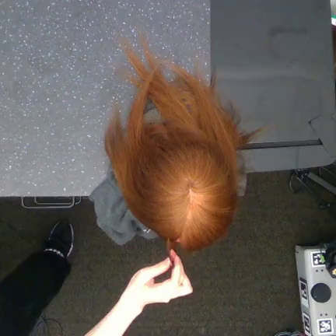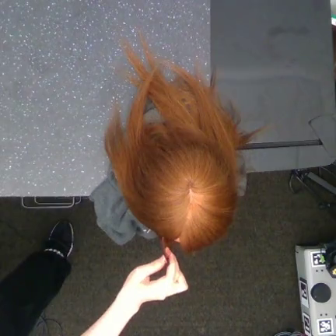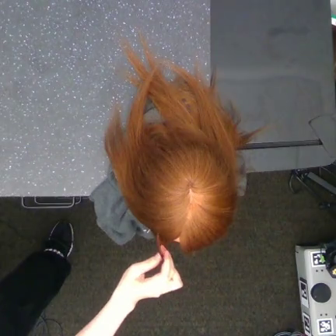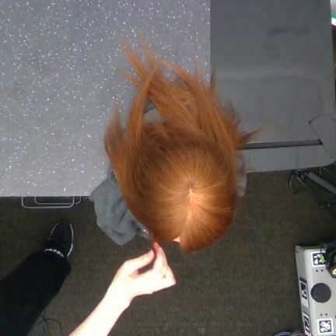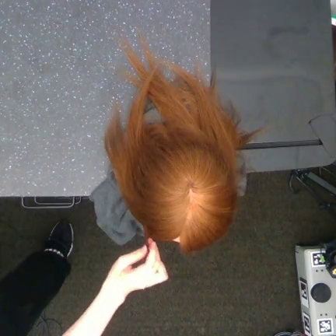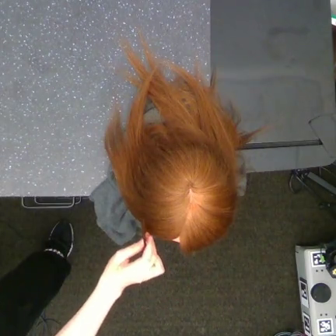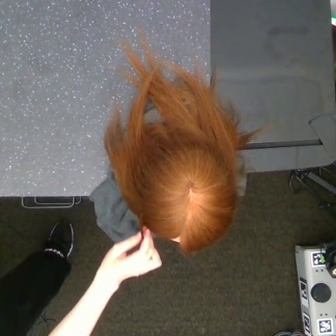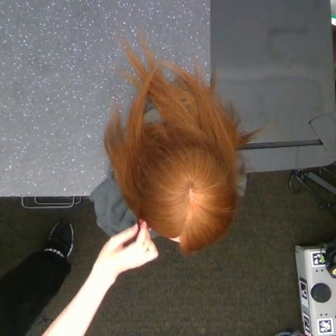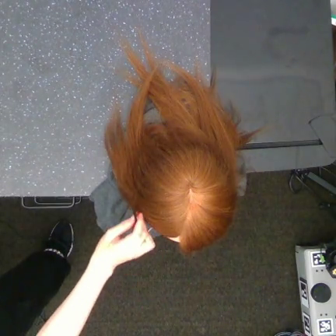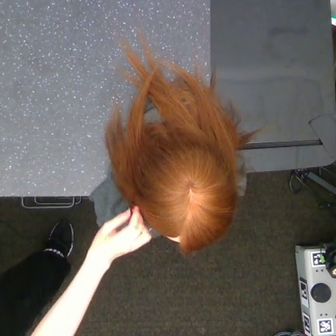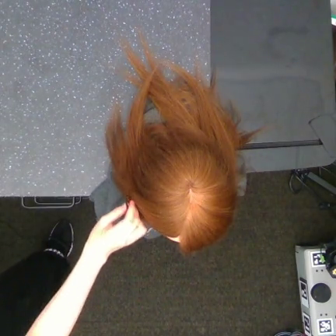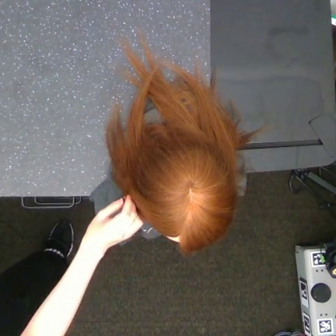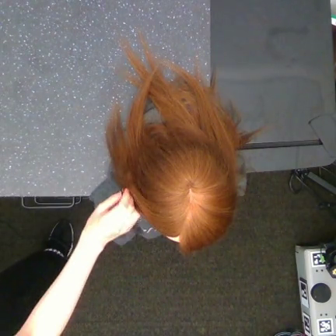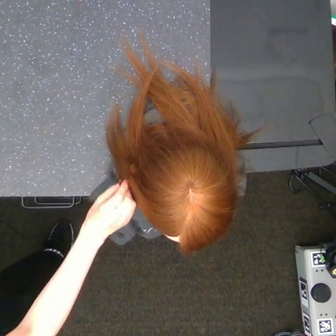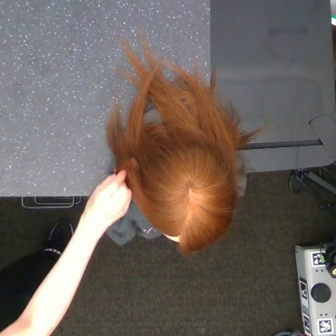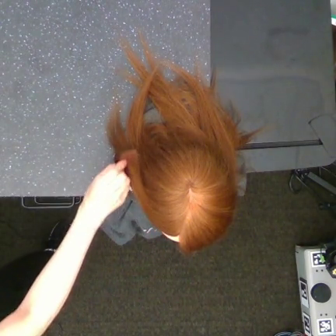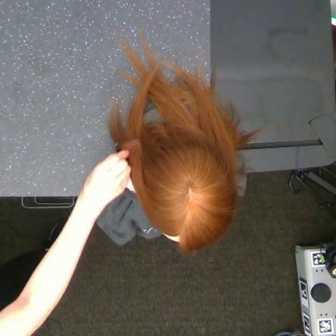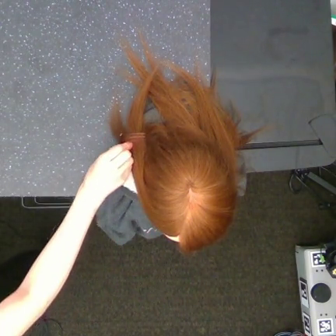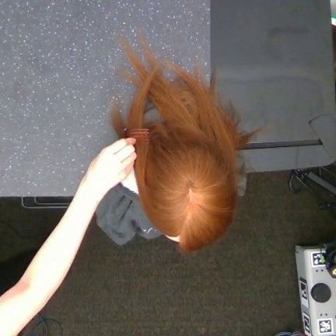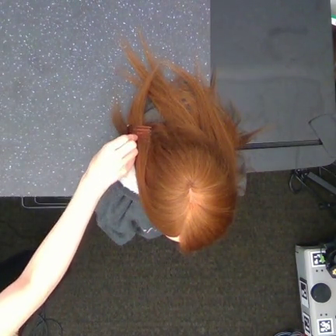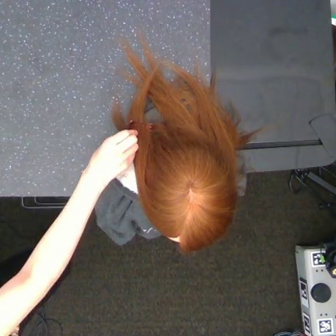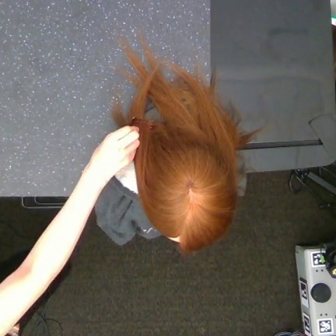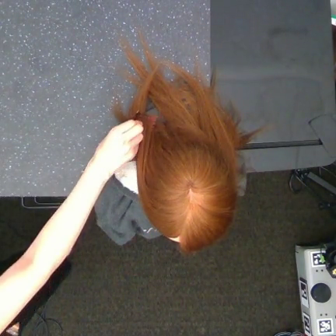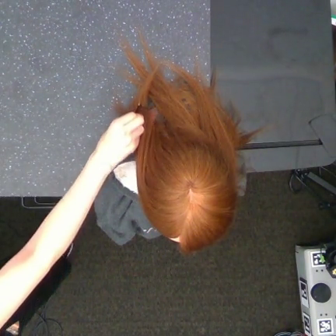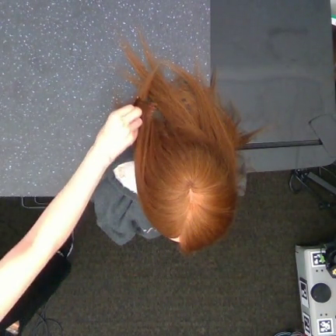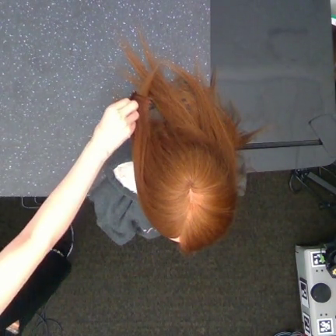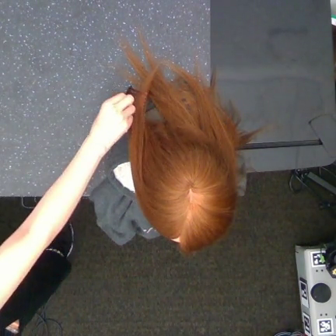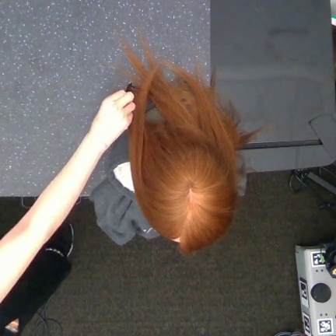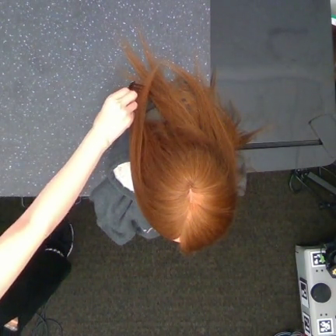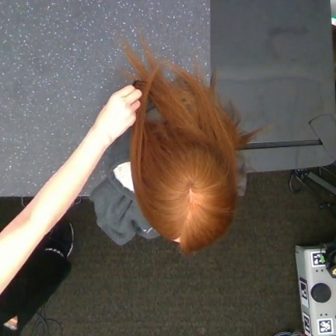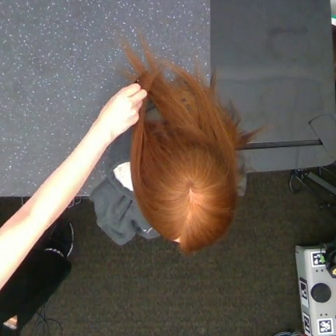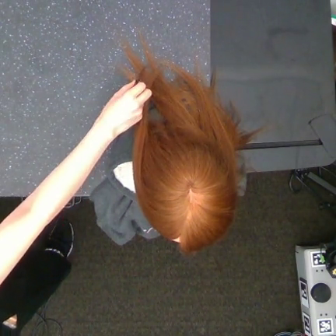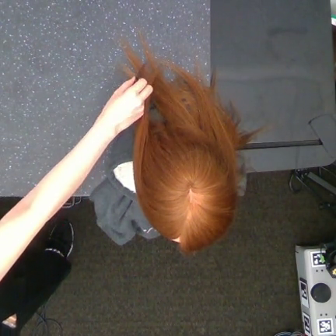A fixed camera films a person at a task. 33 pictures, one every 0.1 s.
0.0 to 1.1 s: The hand goes upward and to the left.
1.1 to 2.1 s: The hand goes upward.
2.1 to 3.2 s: The hand goes upward.
Task: part hair.
